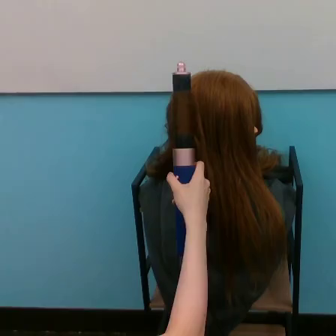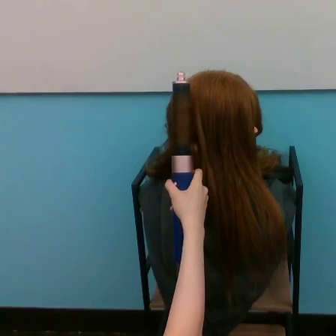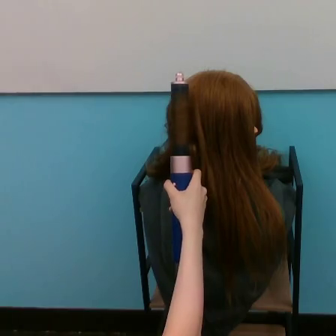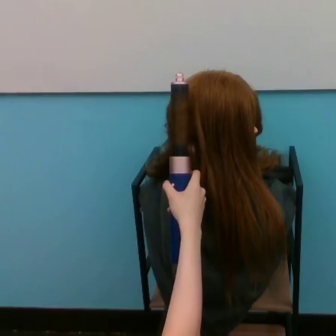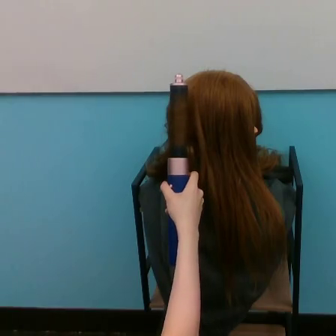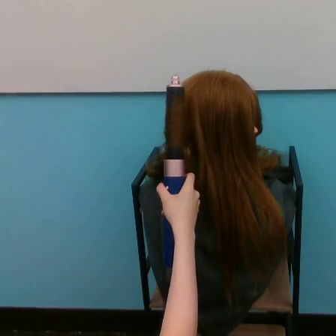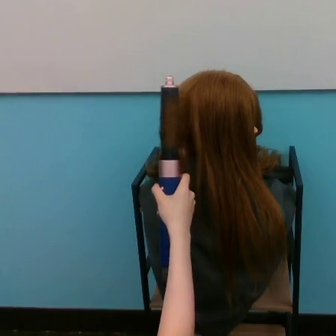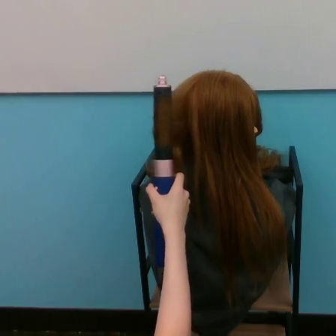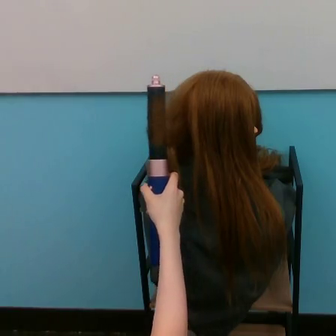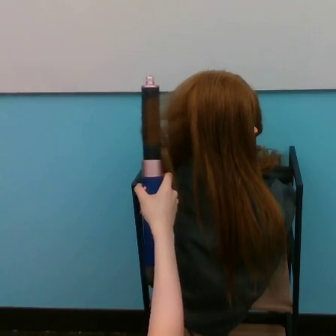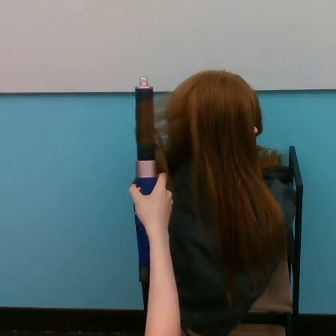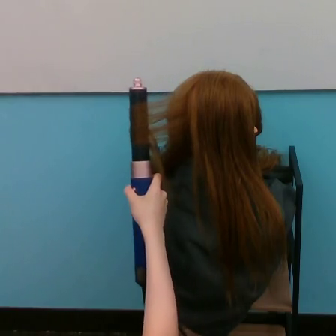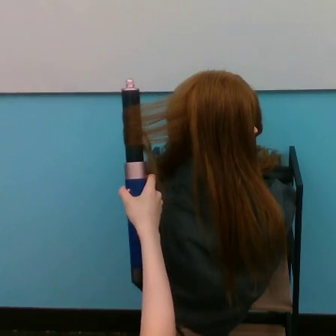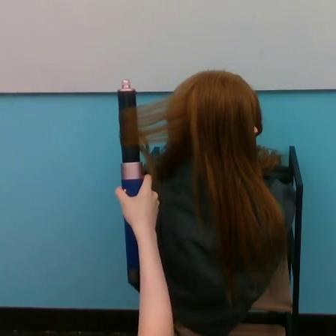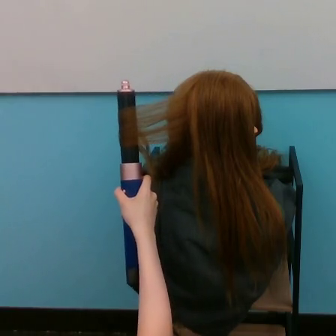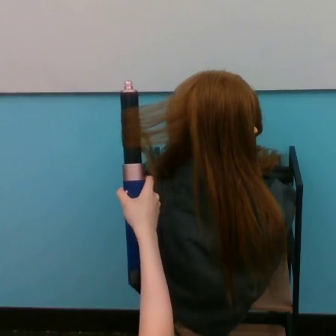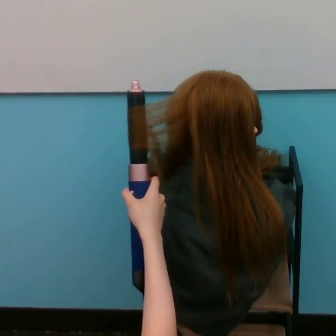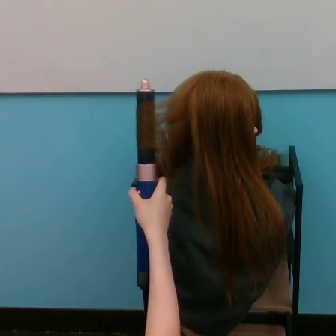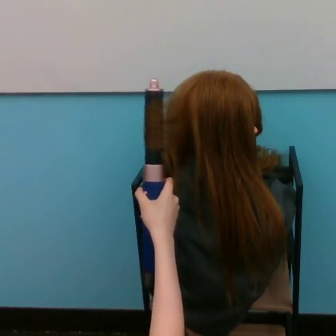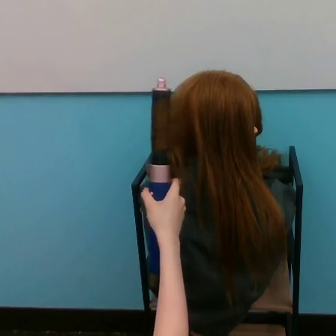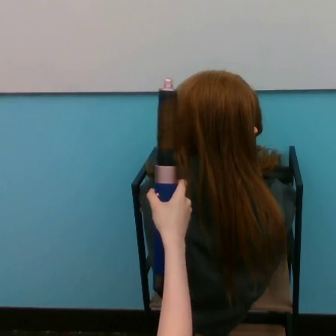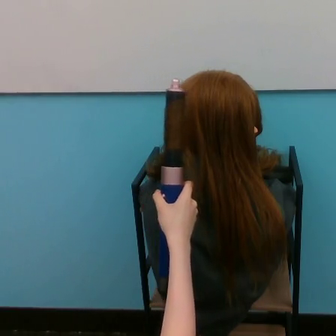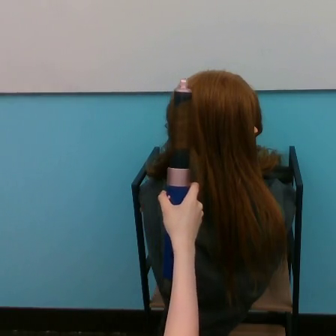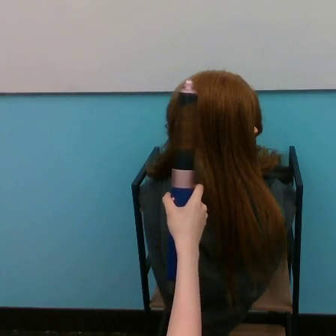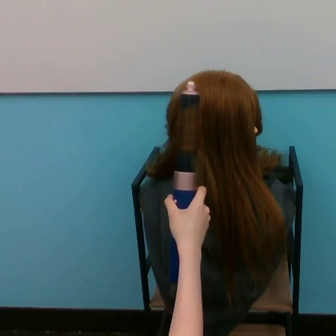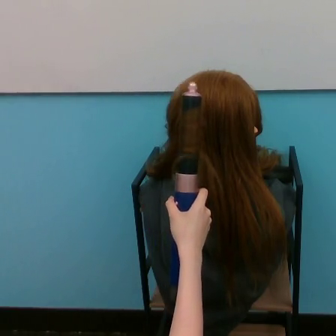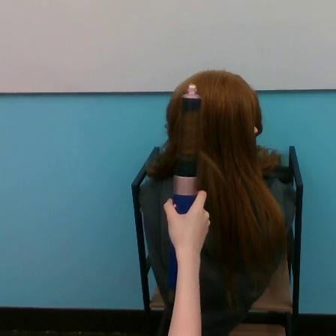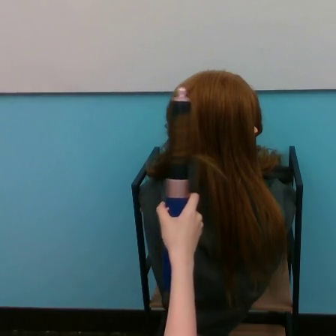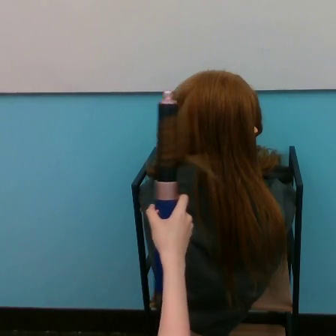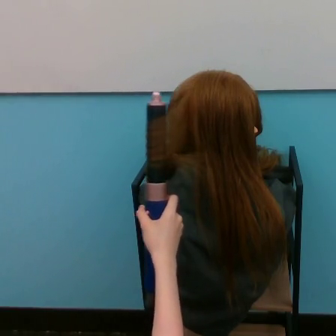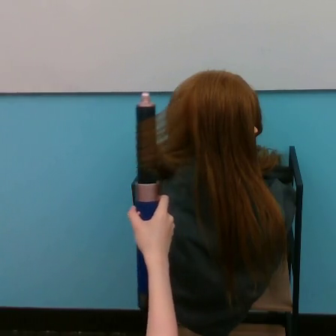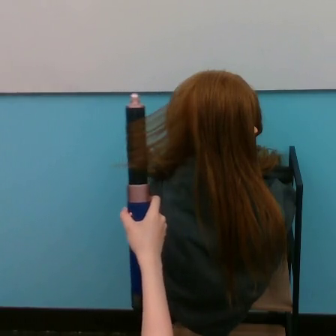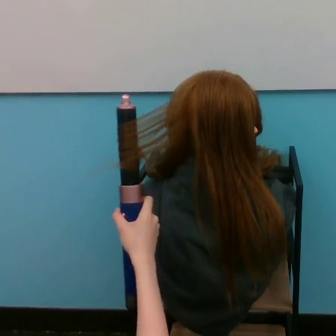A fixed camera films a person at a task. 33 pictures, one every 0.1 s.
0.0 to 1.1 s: The hand goes to the left.
1.1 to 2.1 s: The hand goes to the right.
2.1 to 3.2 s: The hand goes to the left.
Task: curl hair.
